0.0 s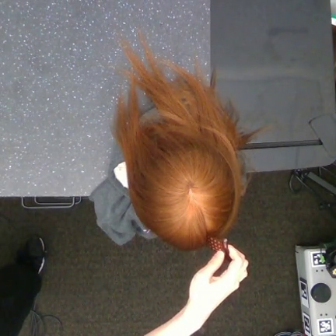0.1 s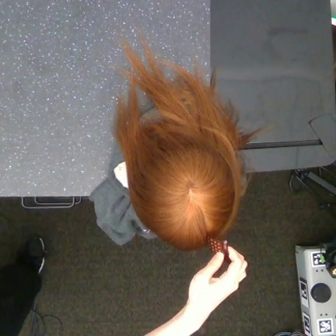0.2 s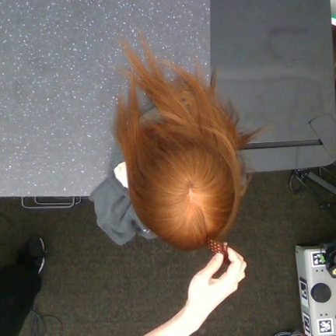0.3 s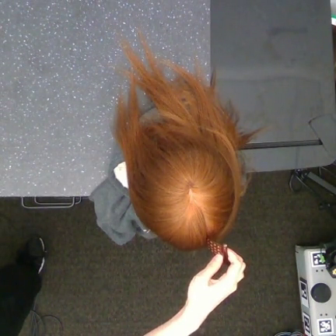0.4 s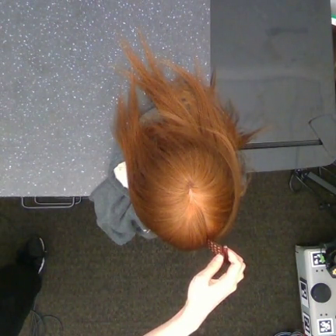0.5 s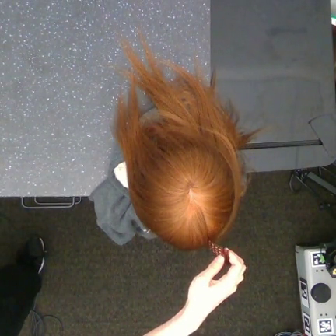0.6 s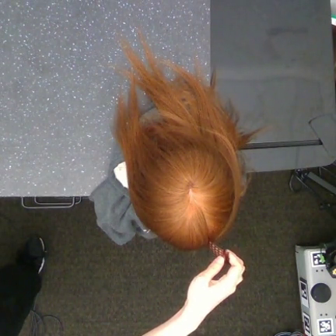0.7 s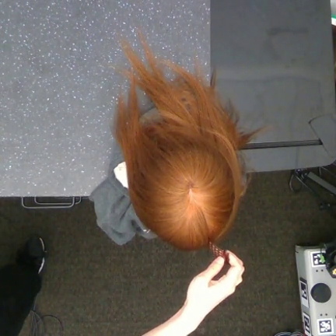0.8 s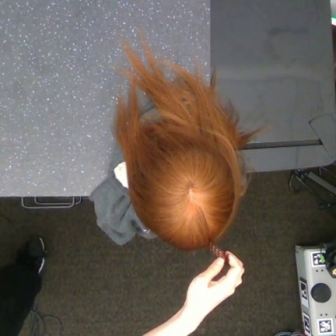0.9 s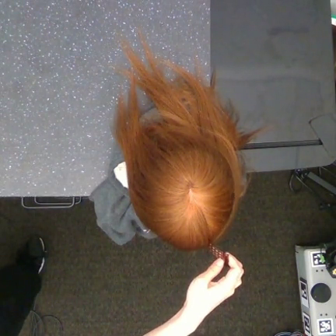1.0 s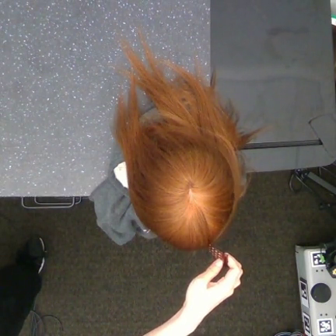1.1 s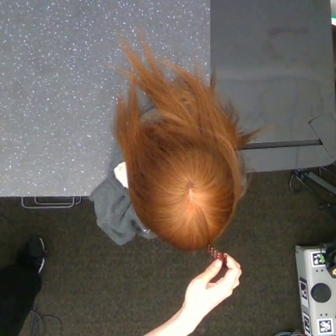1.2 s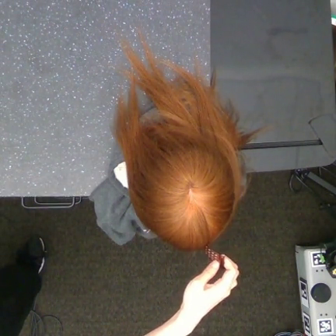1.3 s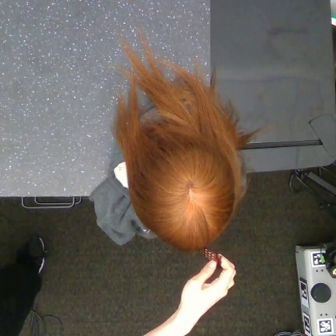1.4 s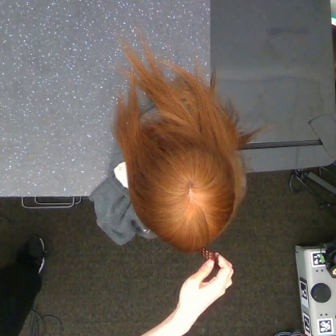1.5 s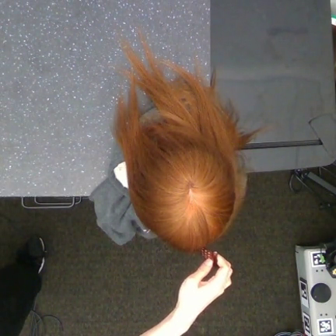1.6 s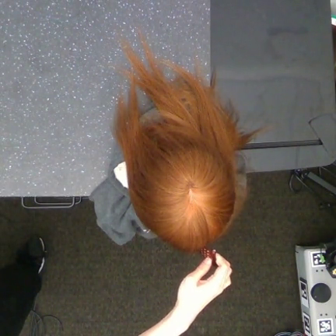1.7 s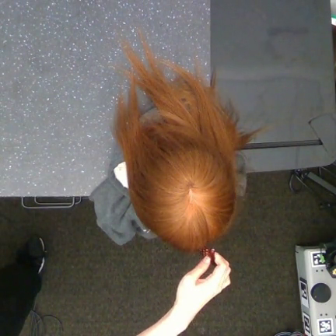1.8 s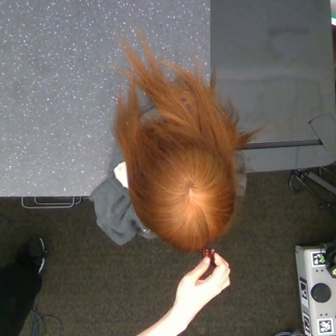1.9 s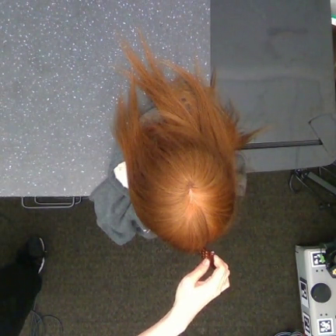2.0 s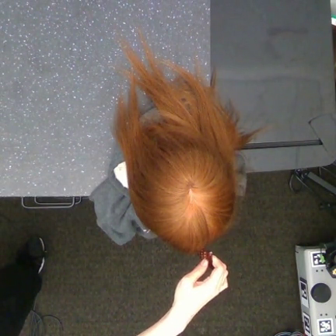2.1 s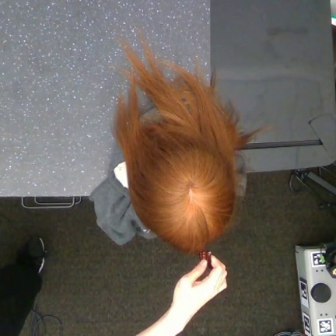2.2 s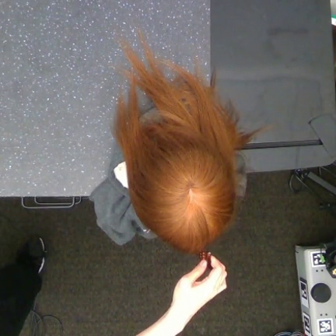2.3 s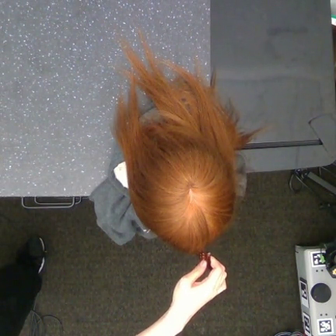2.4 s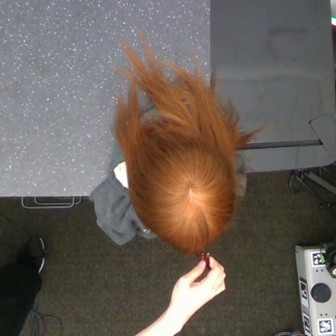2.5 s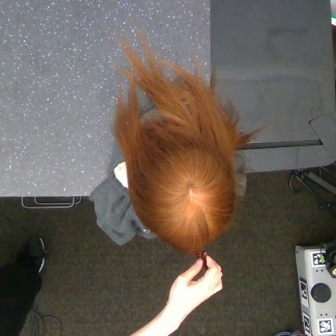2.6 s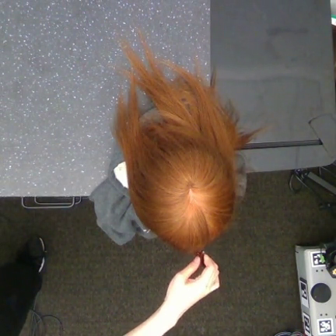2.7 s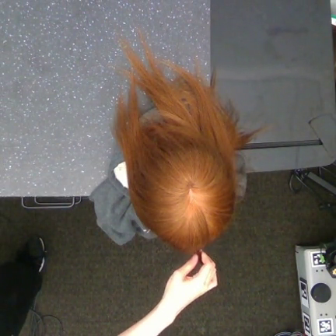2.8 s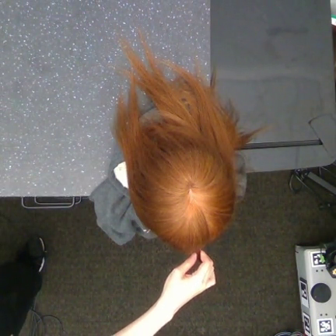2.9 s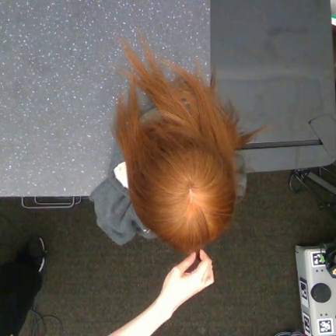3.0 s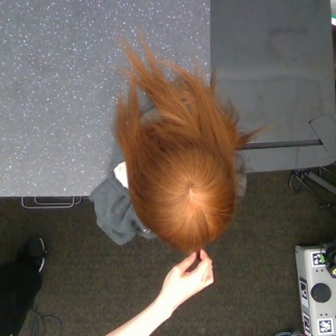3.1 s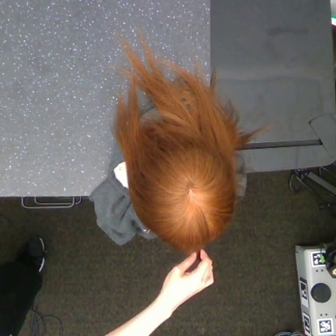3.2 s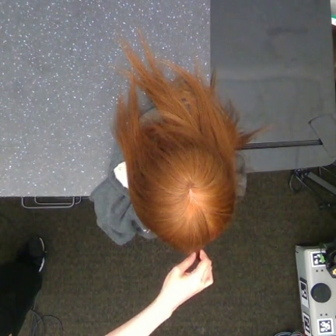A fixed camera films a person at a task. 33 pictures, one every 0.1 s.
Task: part hair.
0.0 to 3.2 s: The hand goes to the left.
